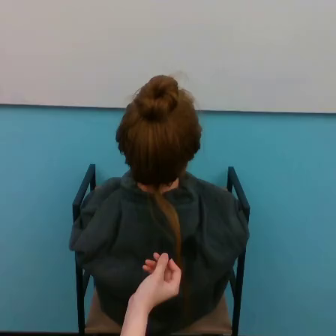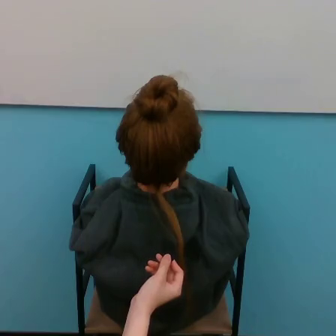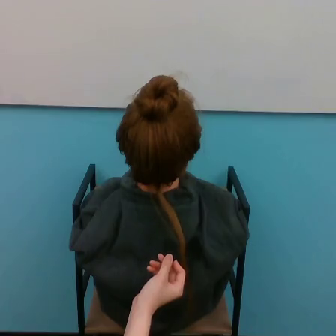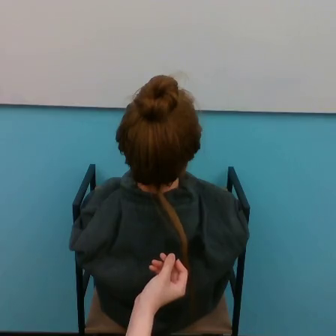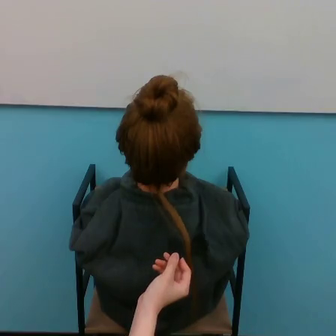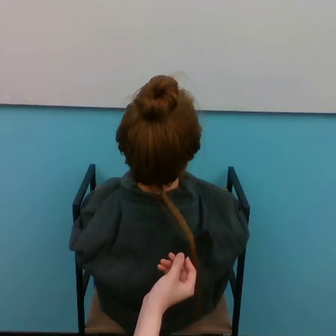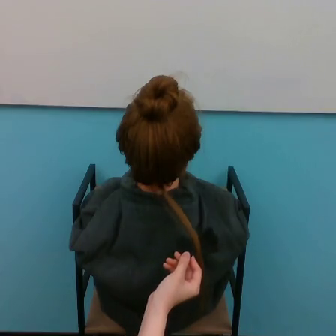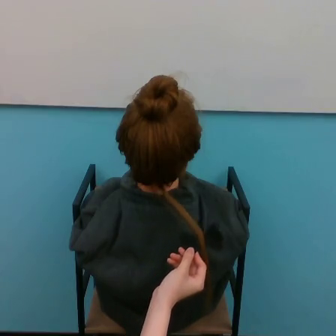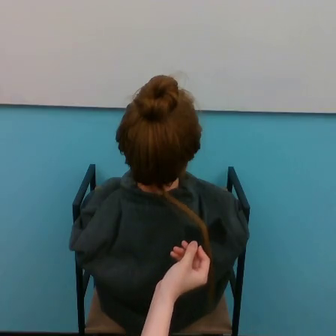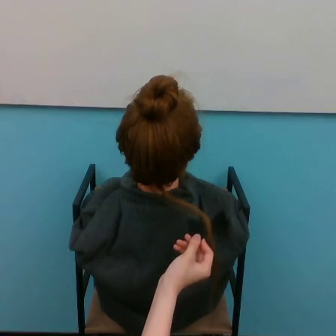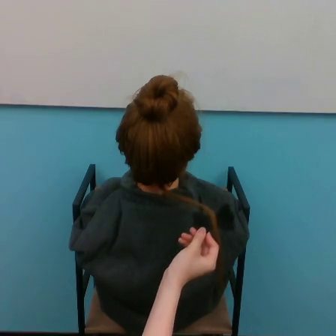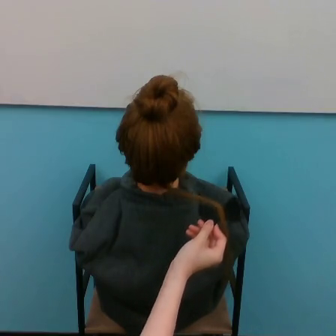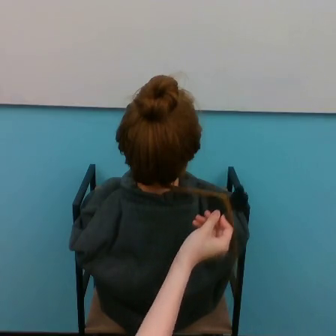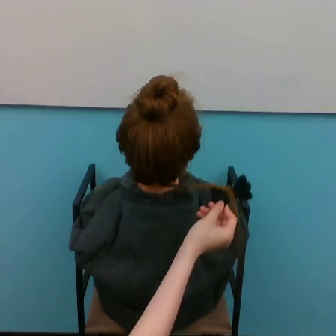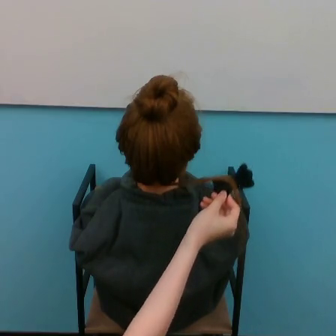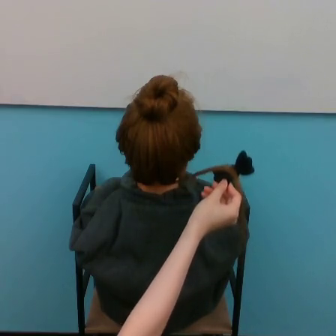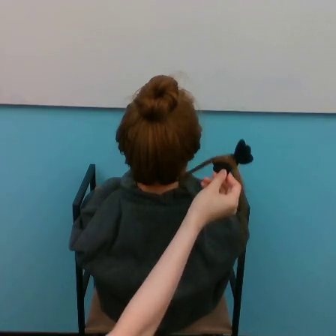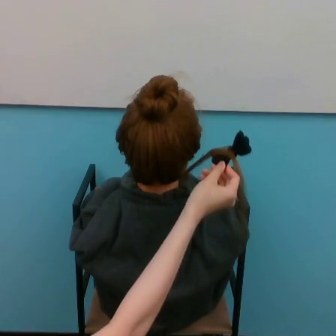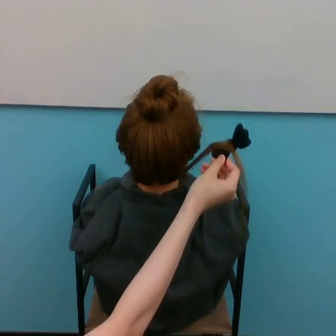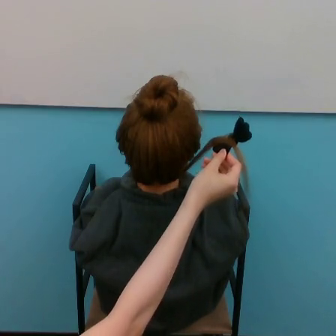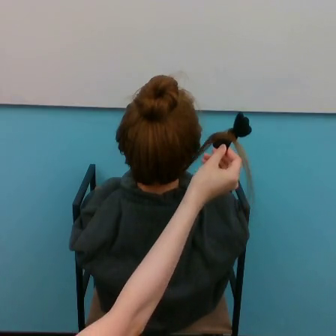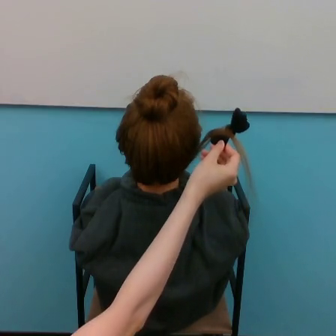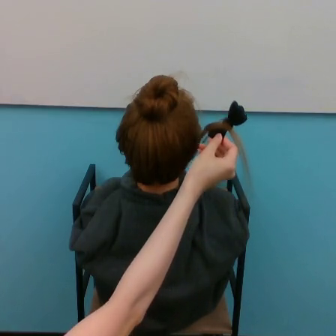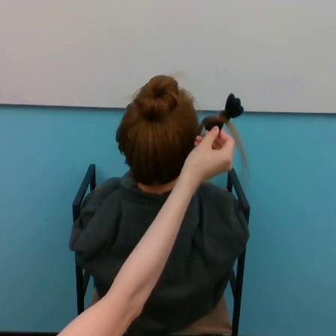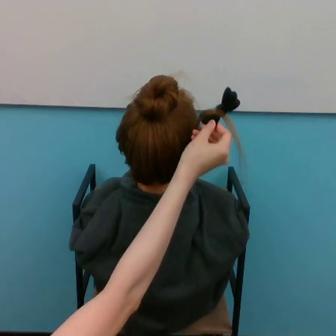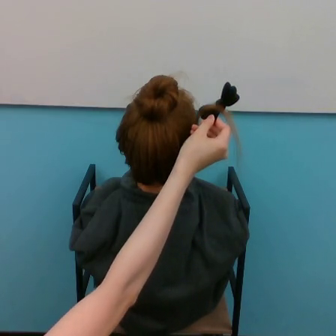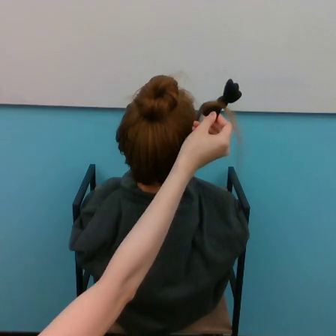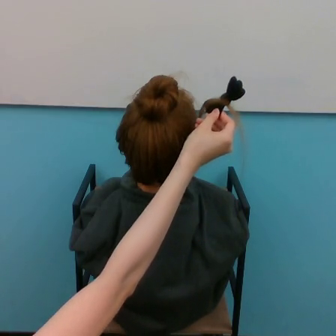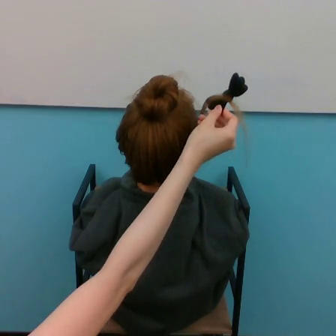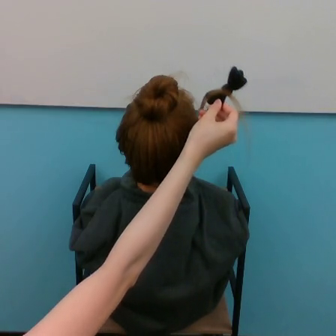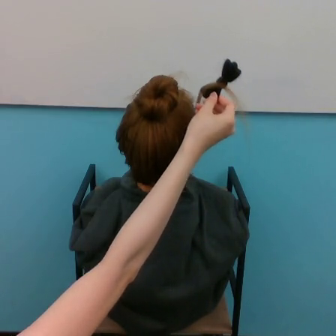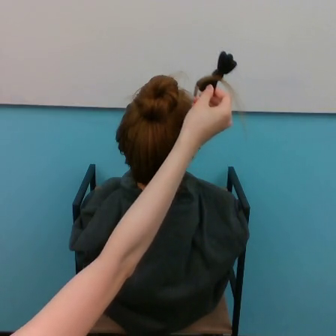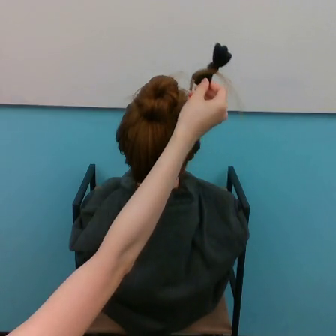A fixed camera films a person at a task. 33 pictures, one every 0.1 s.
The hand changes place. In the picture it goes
upward.
0.0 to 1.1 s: The hand goes to the right and upward.
1.1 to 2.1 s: The hand goes upward.
2.1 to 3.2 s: The hand goes upward.
Task: tidy back hair.
